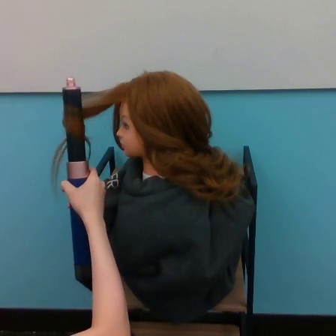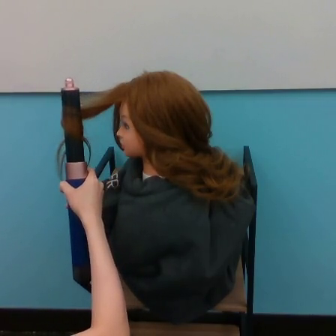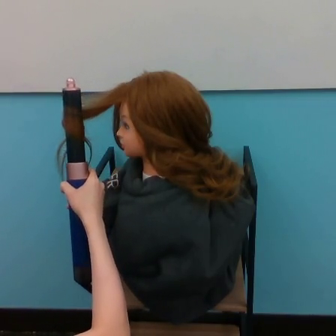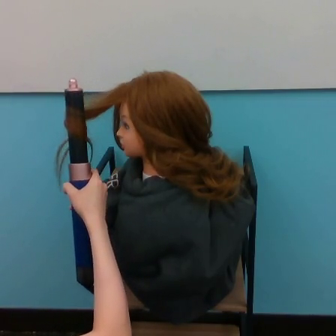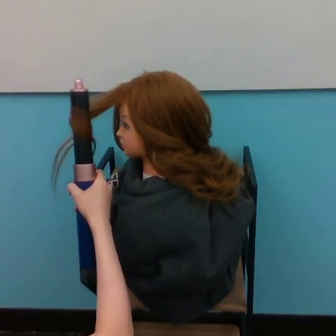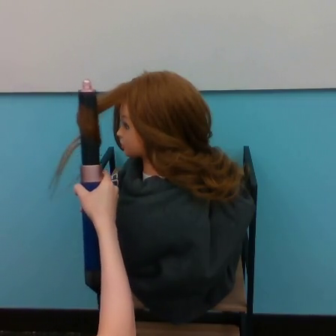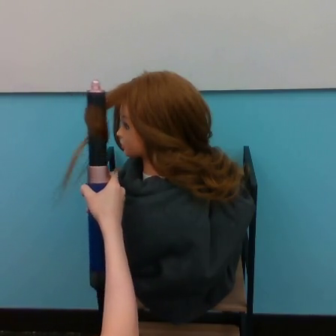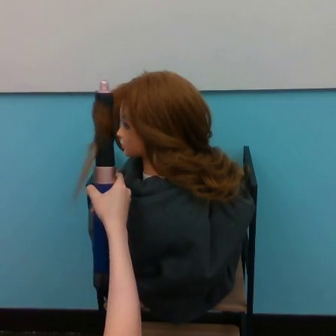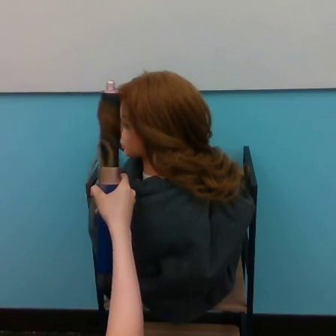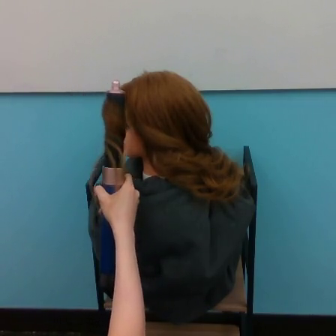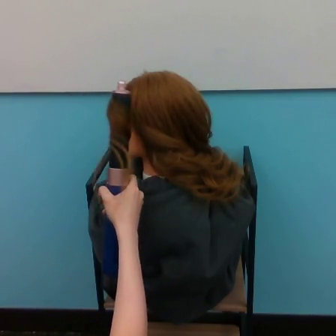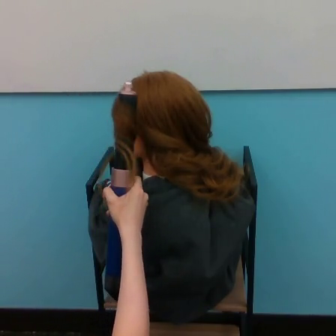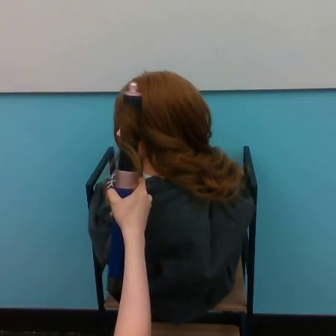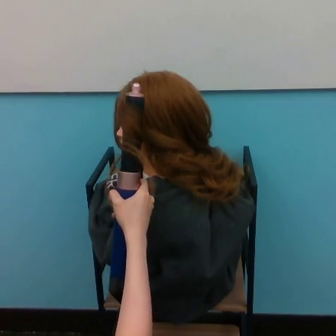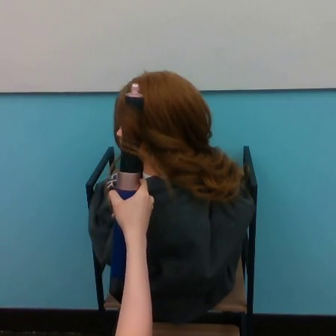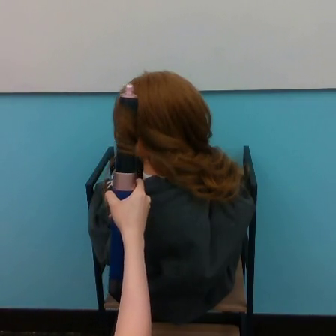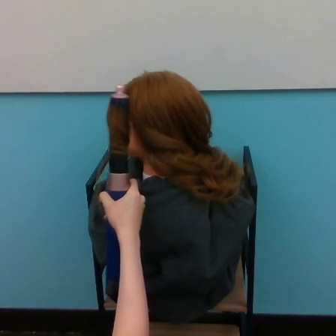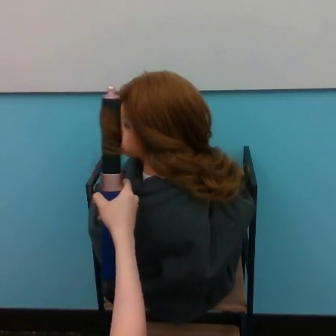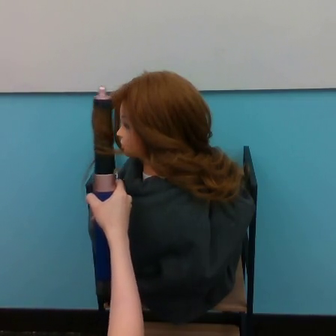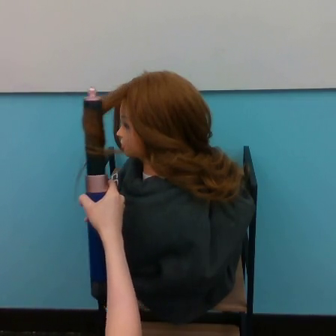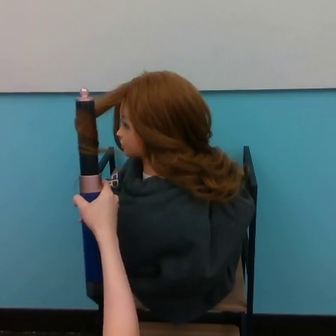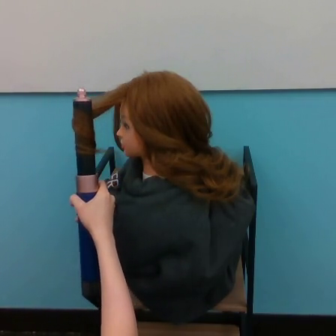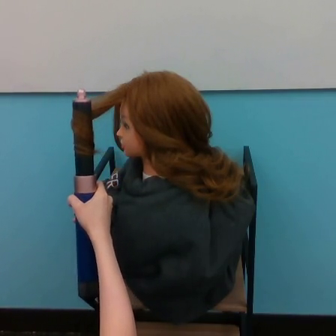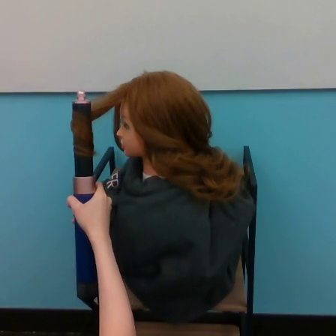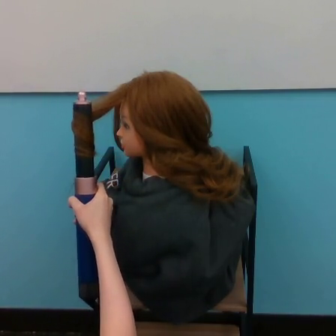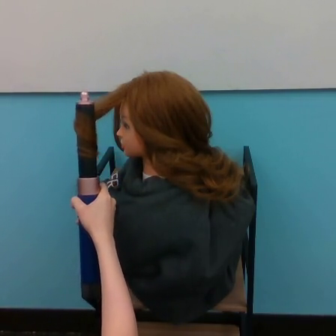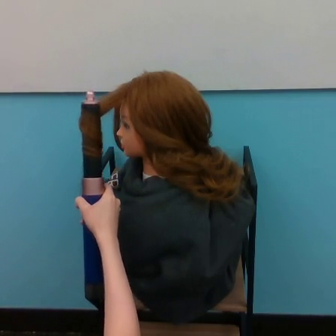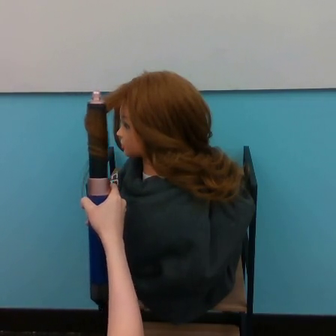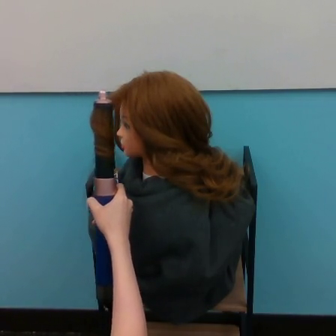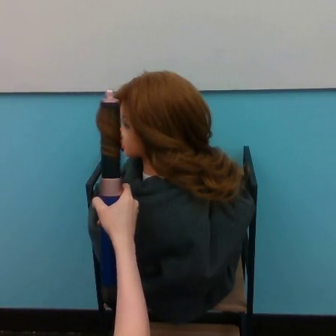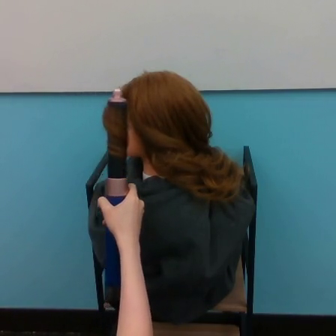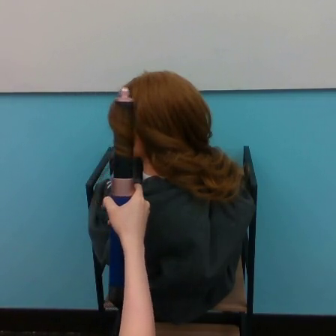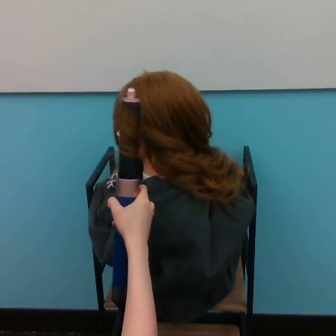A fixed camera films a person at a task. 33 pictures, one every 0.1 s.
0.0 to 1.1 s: The hand goes to the right.
1.1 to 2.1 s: The hand goes to the left.
2.1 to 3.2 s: The hand goes to the right.
Task: curl hair.
